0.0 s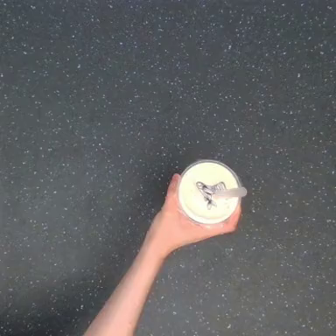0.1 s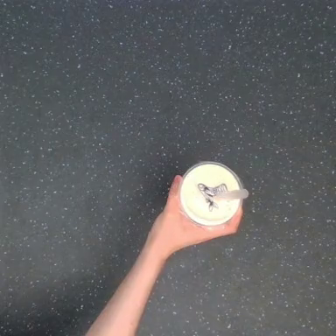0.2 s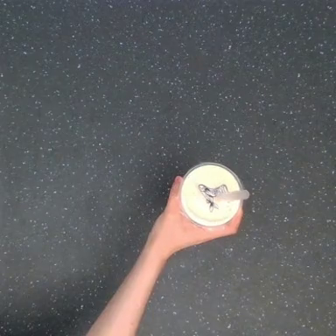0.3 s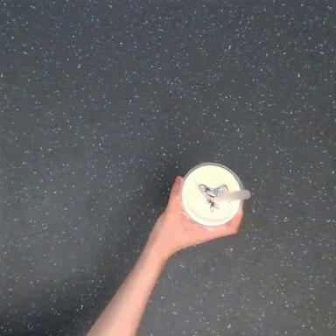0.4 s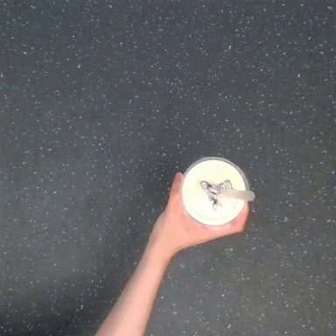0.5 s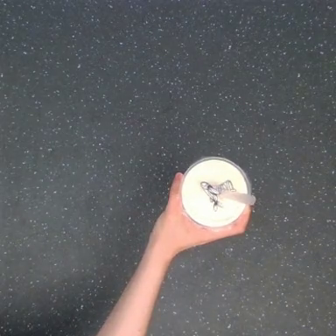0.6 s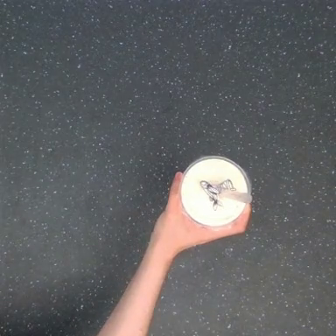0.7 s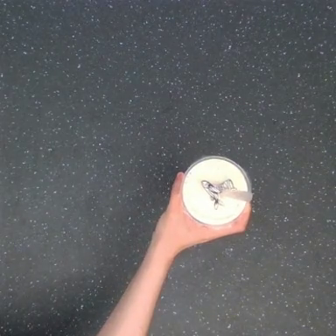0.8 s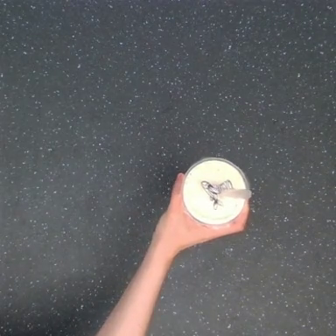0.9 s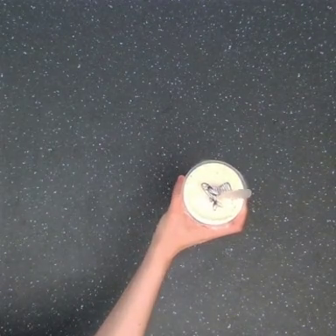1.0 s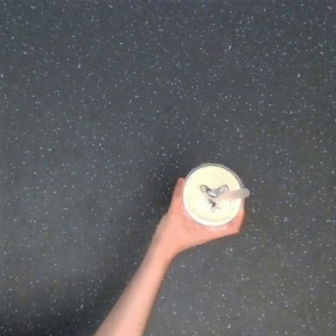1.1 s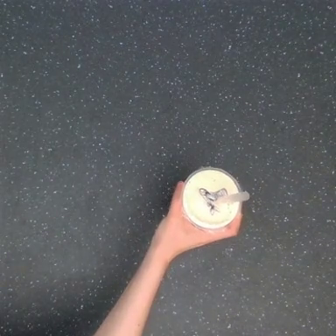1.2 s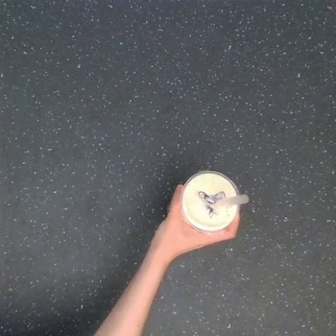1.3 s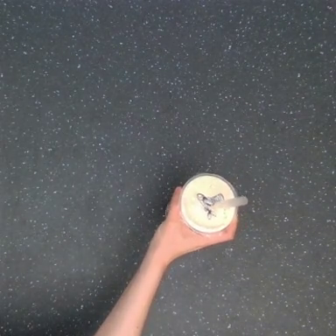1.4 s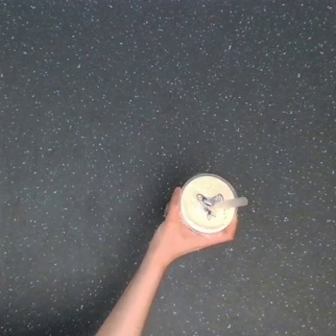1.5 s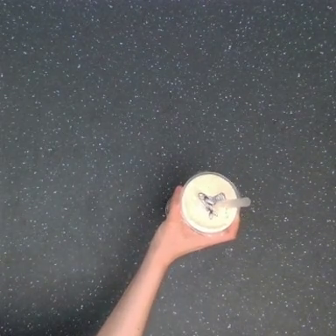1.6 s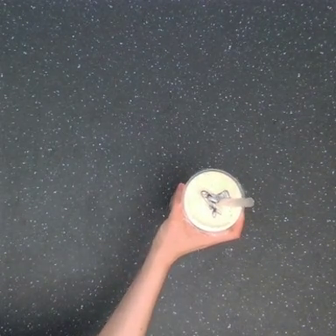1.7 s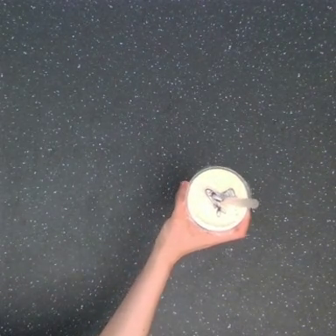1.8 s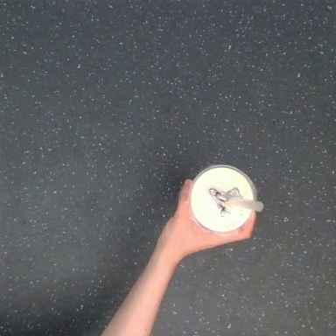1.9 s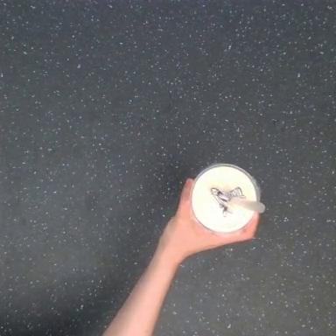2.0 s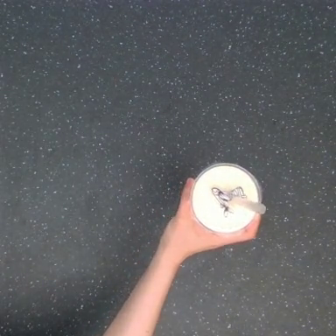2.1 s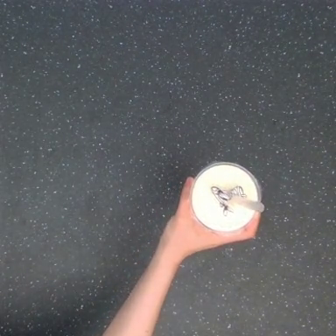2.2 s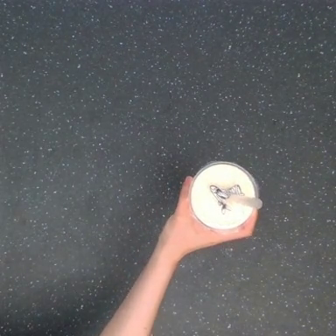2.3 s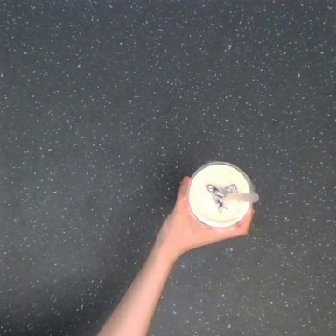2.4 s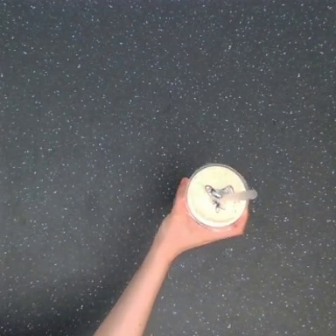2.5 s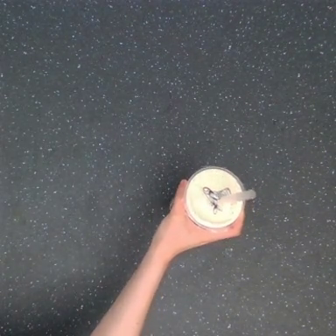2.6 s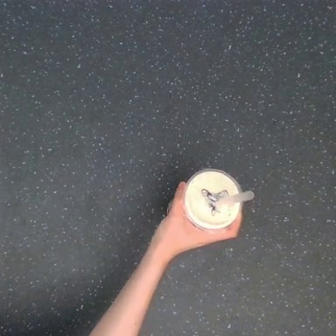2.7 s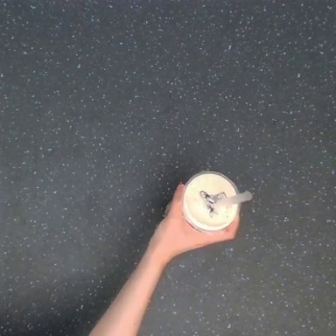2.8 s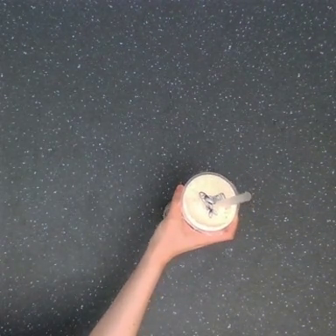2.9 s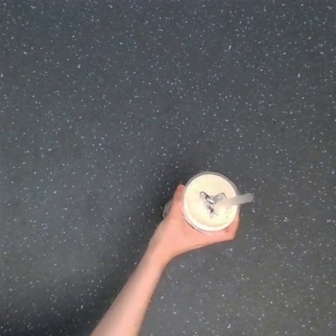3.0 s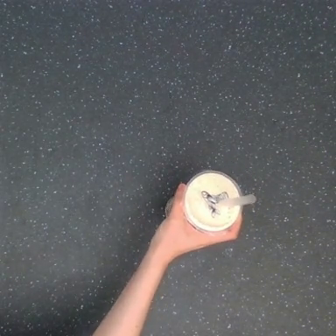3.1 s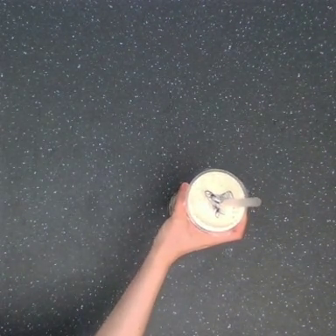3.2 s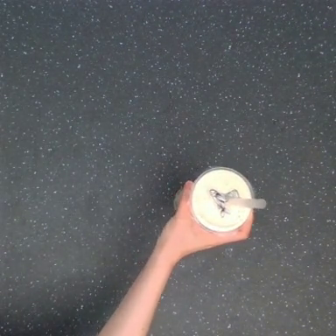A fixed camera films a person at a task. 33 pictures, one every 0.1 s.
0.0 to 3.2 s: The hand moves only a little.
Task: shake the boba.
